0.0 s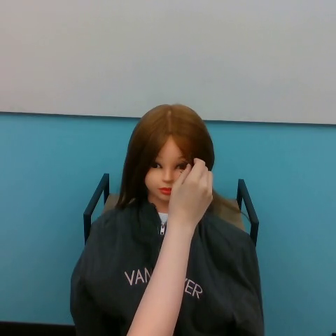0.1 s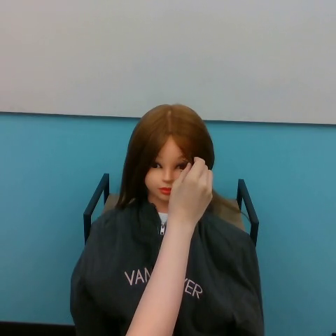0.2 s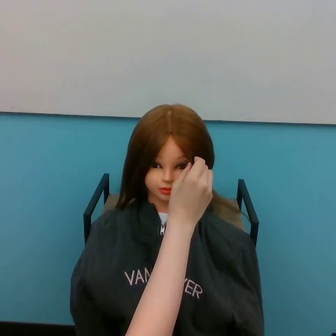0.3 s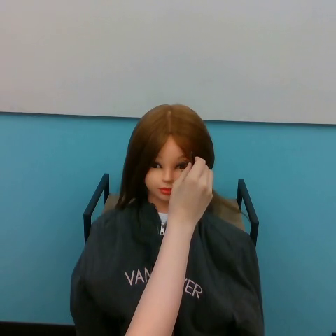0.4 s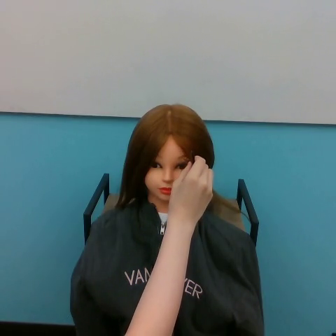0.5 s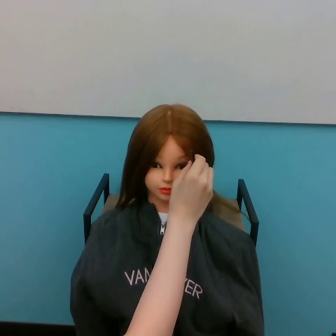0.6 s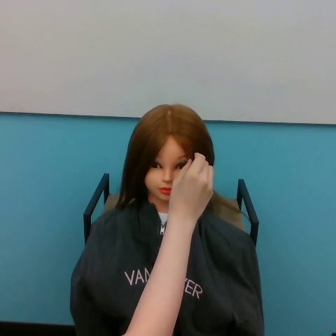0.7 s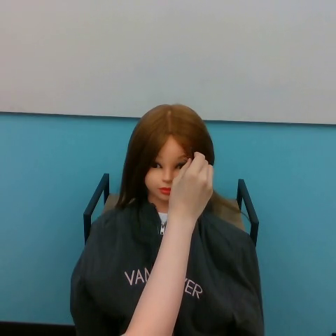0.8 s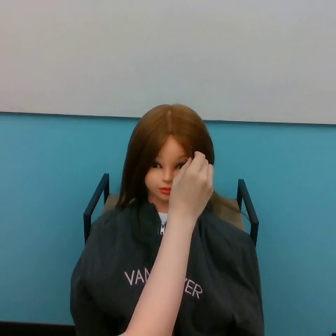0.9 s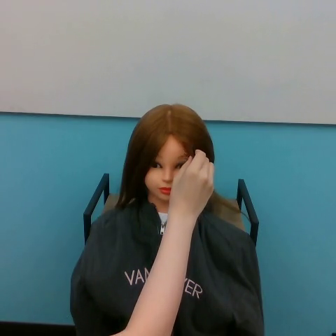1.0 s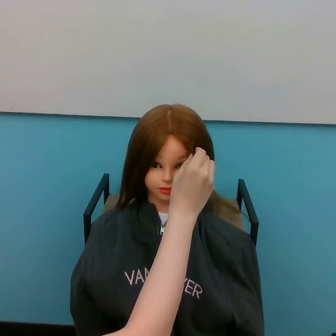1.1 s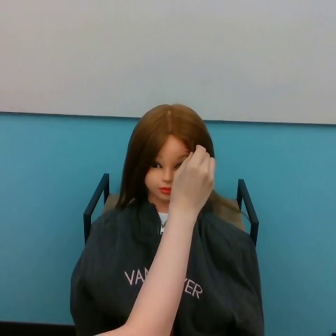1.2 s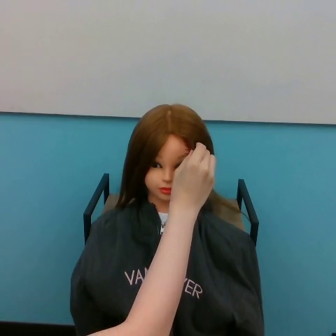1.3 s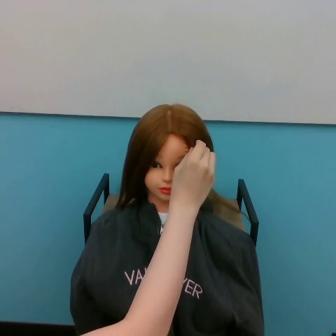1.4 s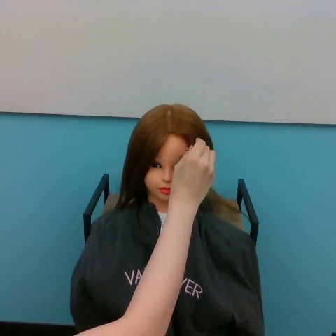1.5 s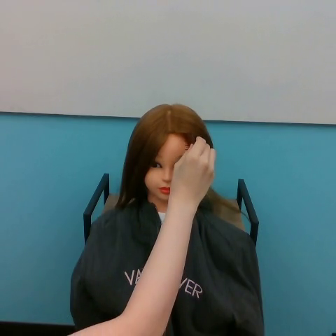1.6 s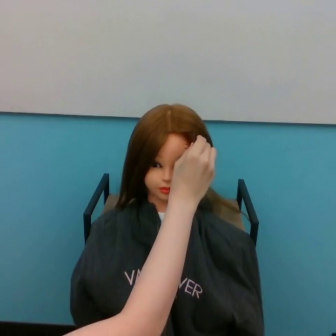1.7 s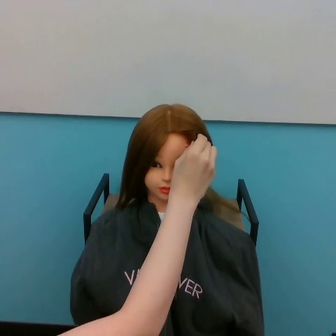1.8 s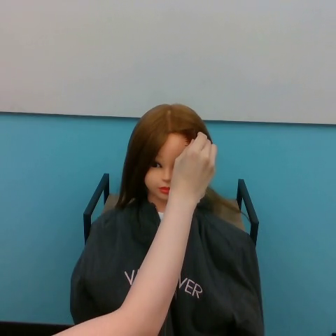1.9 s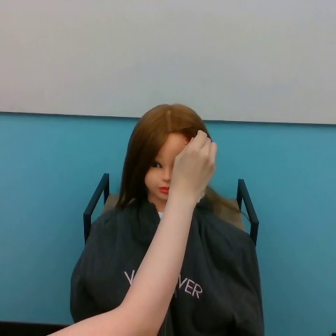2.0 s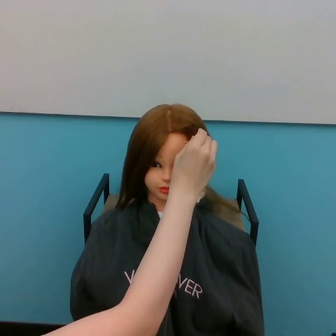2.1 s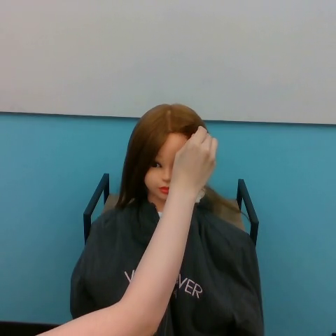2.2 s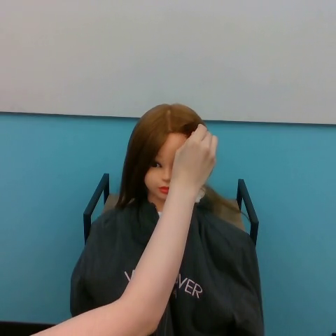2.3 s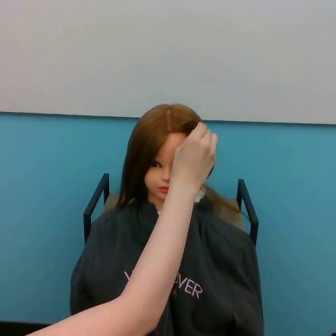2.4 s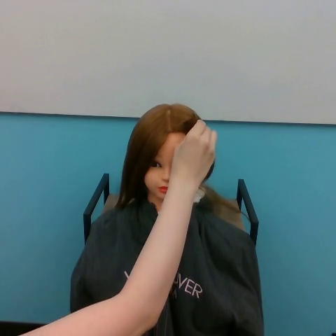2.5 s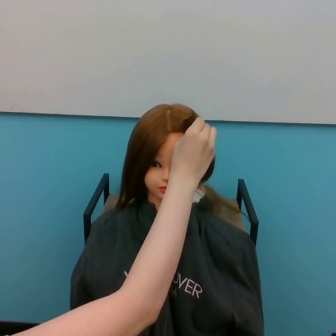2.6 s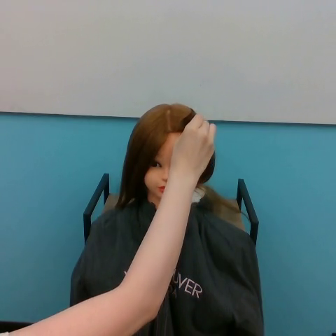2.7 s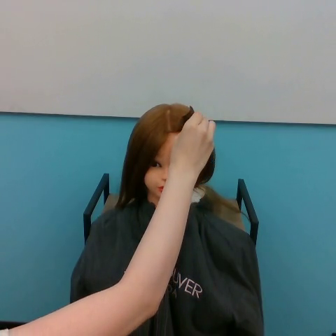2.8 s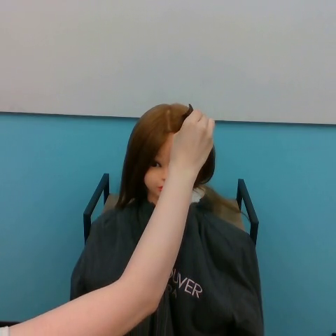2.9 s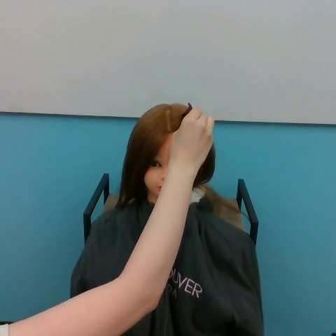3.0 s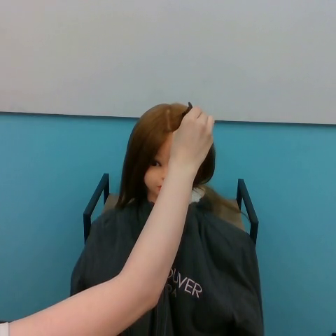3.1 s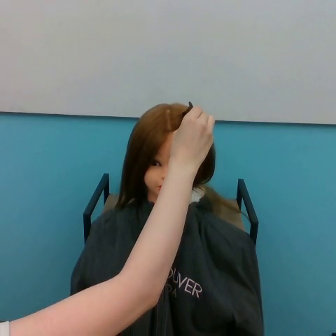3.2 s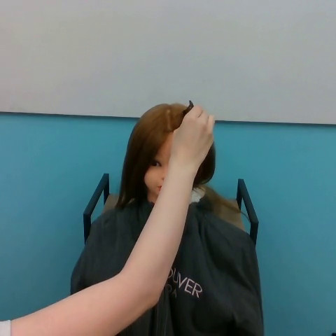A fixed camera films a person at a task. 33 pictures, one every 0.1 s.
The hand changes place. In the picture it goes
upward.
0.0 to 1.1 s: The hand moves only a little.
1.1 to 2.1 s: The hand goes upward.
2.1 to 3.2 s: The hand goes upward.
Task: part hair.
